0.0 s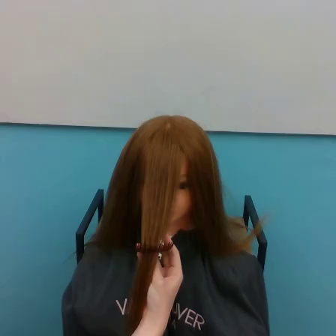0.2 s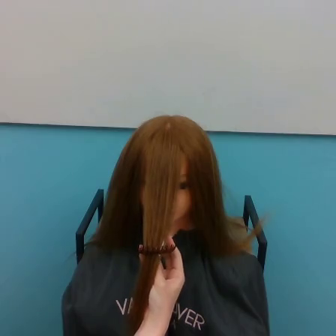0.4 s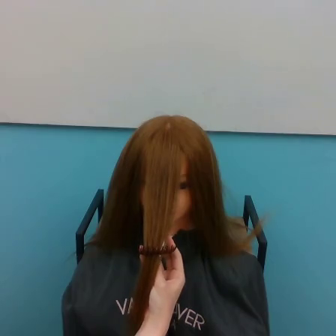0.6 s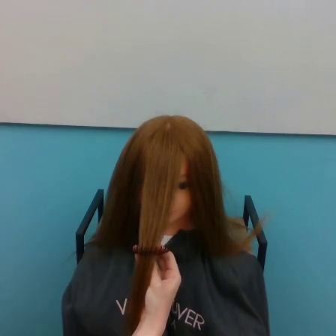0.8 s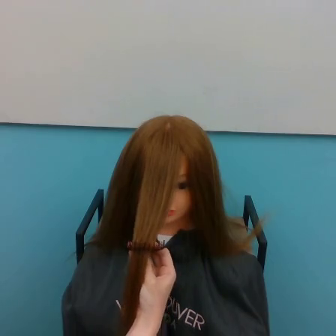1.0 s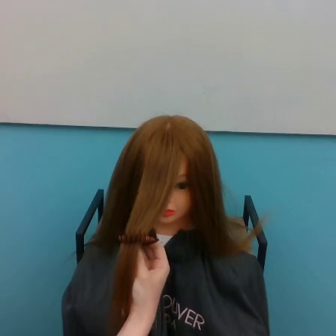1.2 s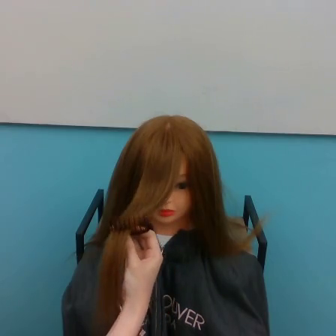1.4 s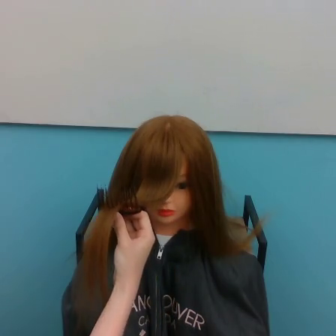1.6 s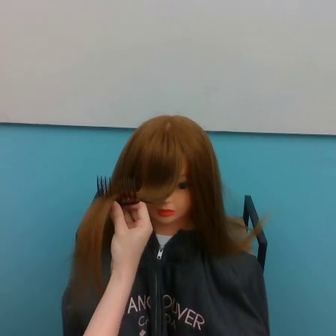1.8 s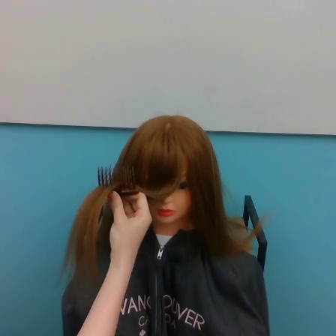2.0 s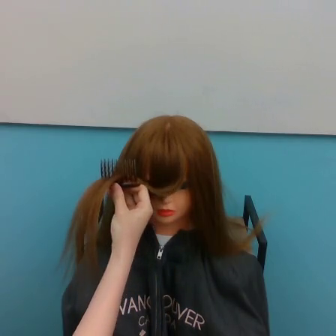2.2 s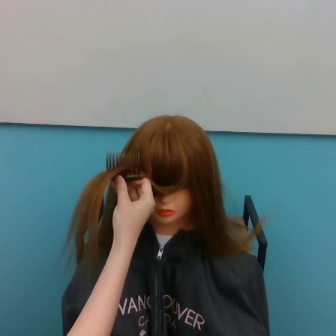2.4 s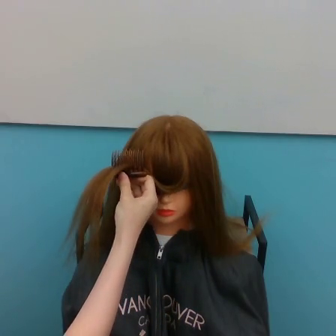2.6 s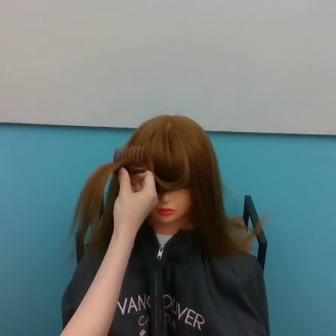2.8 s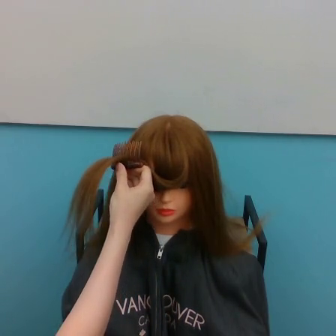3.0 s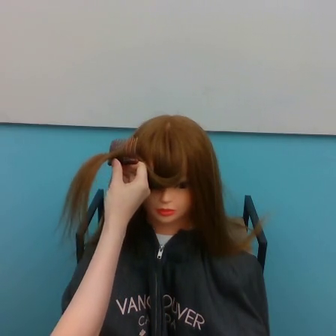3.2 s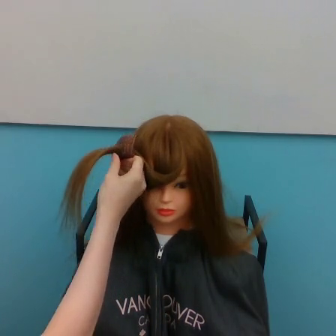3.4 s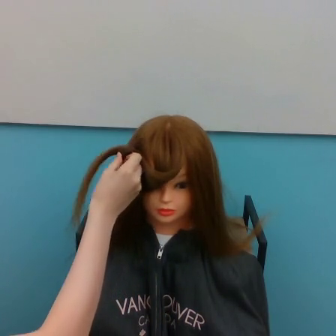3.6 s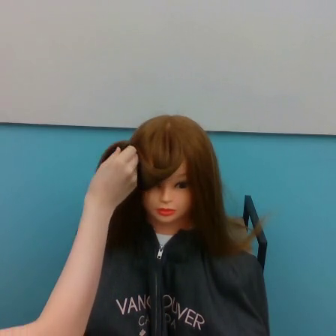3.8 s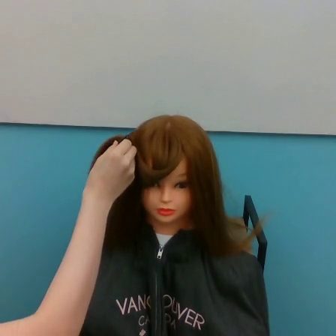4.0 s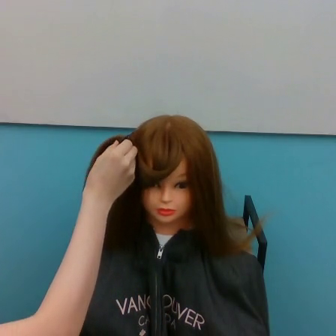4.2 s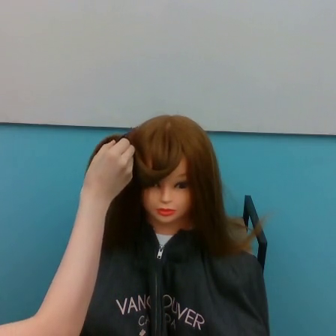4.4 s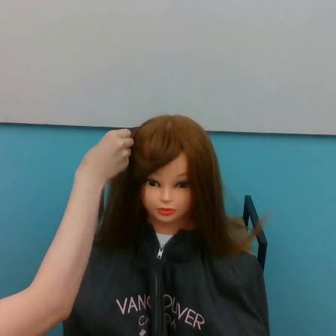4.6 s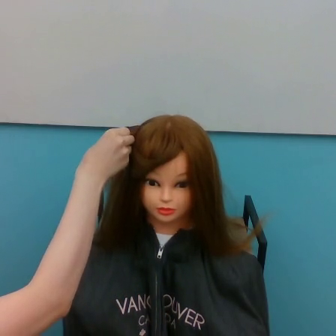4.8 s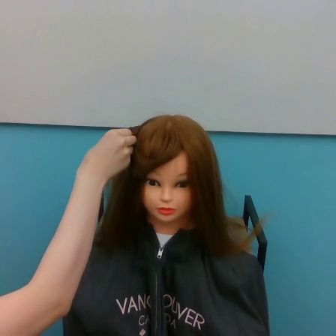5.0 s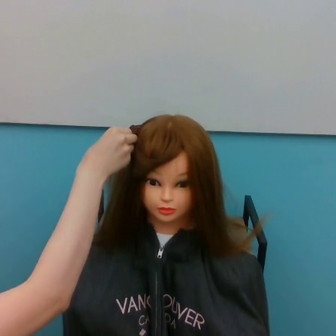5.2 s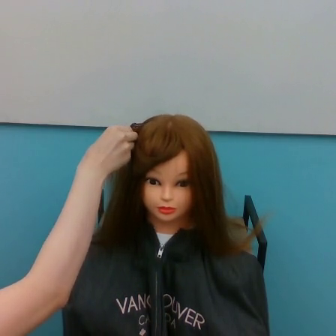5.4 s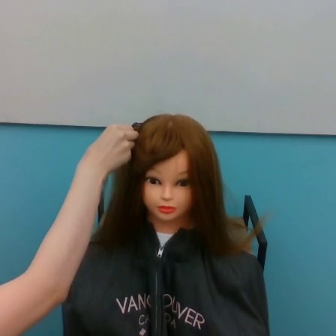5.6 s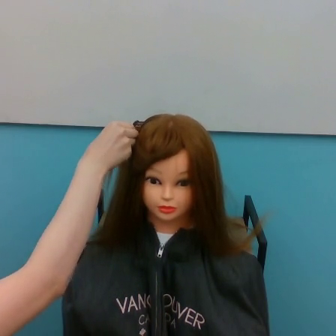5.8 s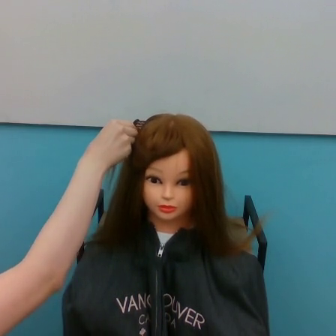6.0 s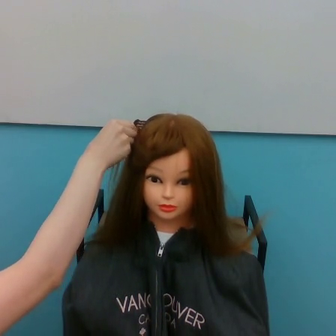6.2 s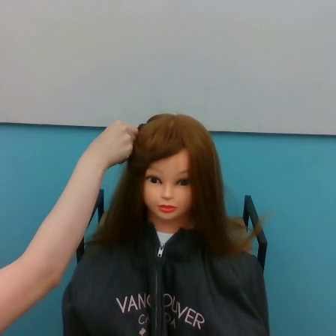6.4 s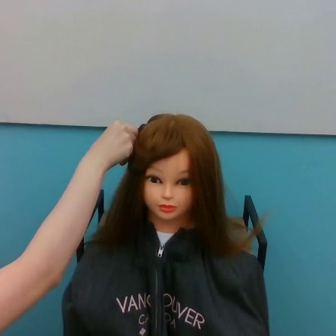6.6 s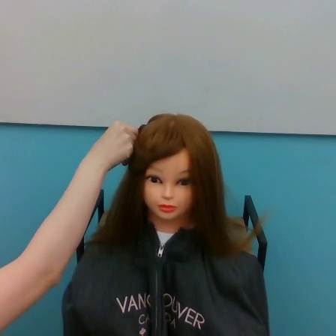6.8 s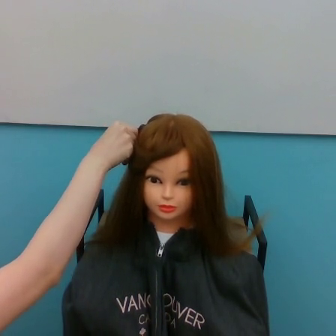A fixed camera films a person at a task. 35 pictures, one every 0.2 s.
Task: tidy front hair.
Motion: move upward and to the left.
0.0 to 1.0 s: The hand goes to the left.
1.0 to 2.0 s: The hand goes upward.
2.0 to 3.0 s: The hand goes upward.
3.0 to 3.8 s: The hand goes upward.
3.8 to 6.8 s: The hand goes upward.
